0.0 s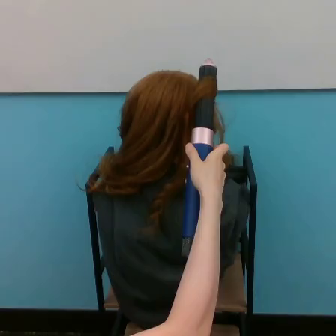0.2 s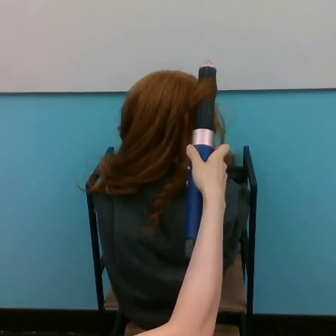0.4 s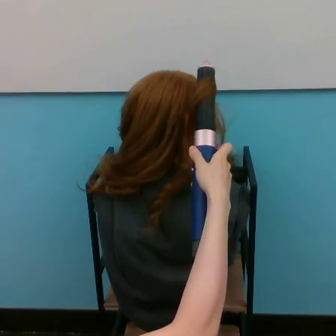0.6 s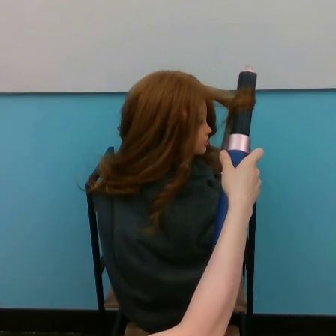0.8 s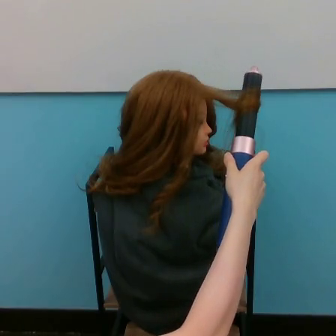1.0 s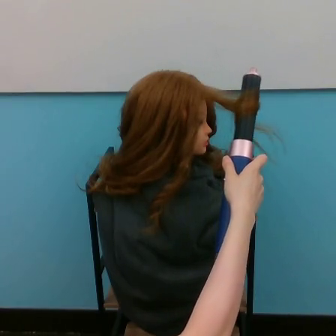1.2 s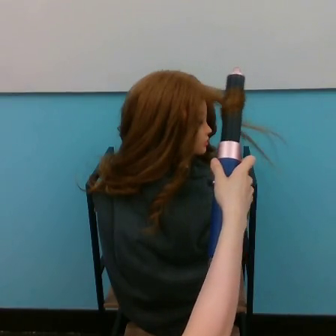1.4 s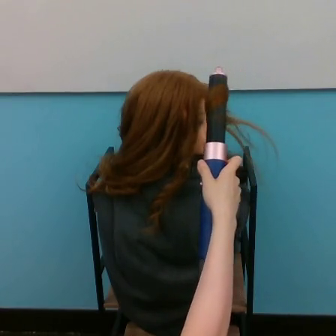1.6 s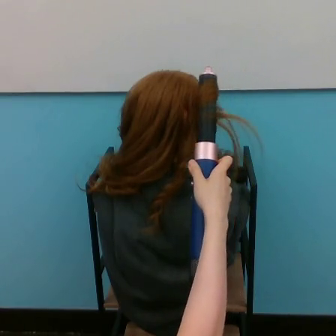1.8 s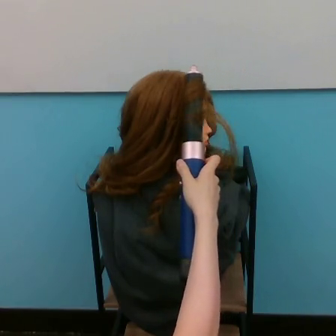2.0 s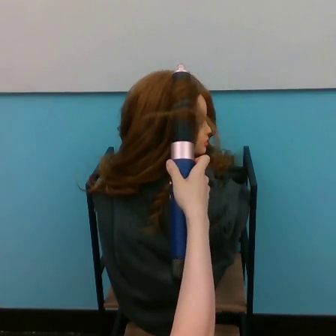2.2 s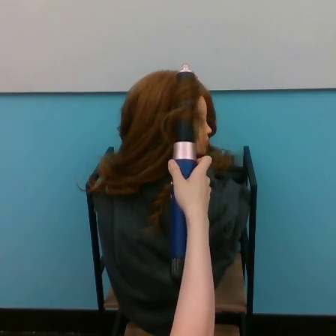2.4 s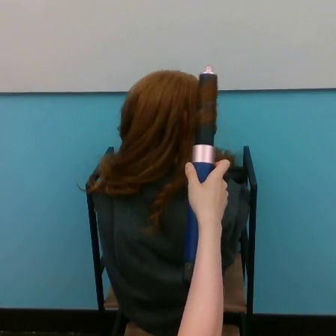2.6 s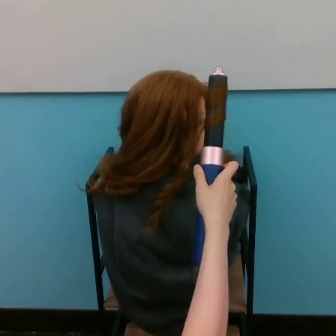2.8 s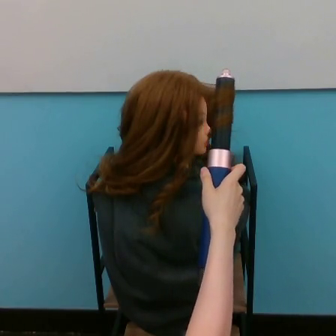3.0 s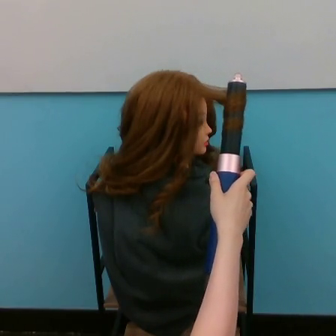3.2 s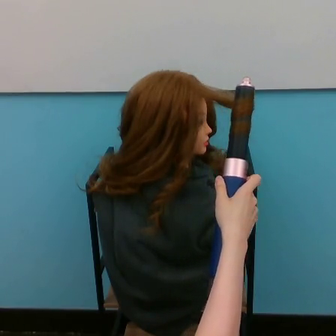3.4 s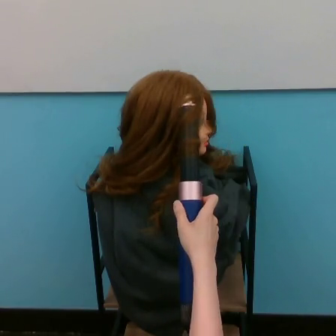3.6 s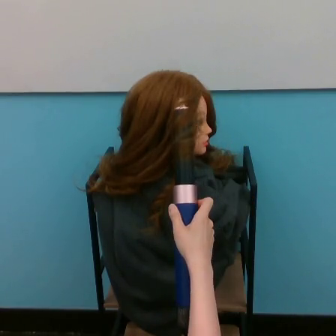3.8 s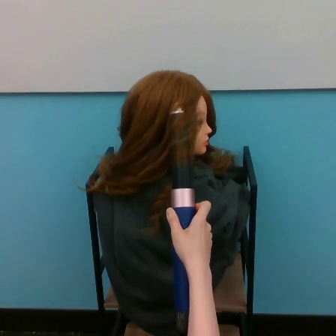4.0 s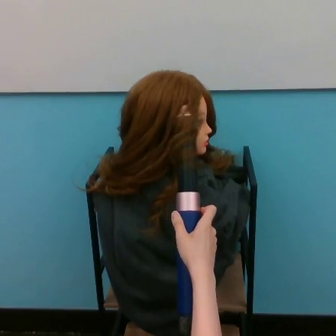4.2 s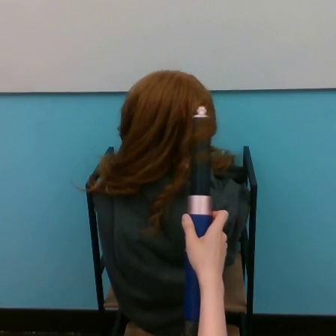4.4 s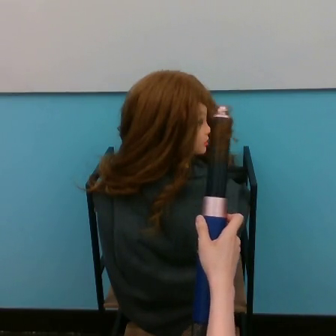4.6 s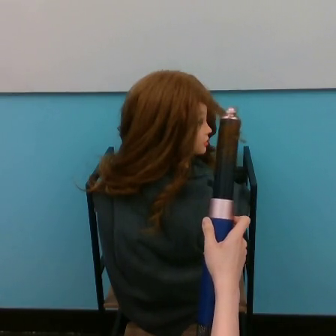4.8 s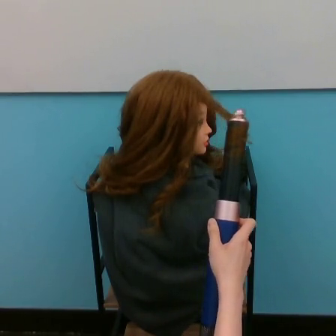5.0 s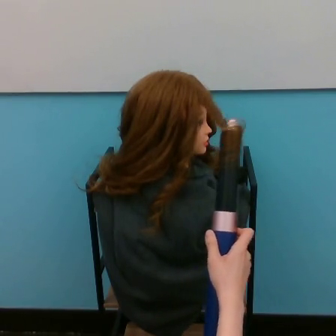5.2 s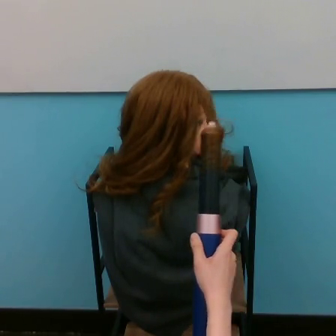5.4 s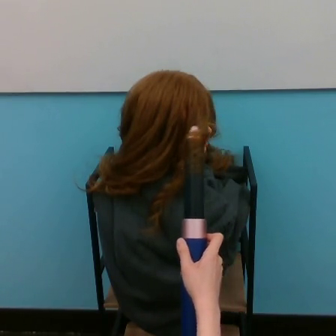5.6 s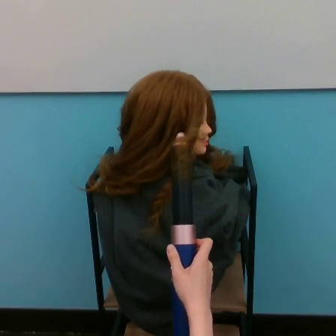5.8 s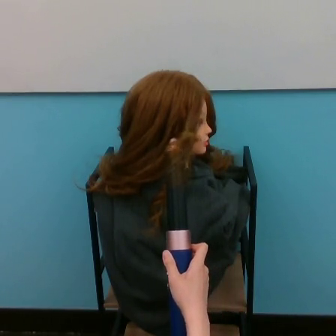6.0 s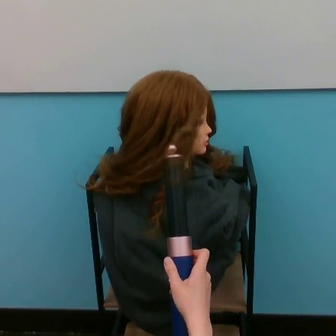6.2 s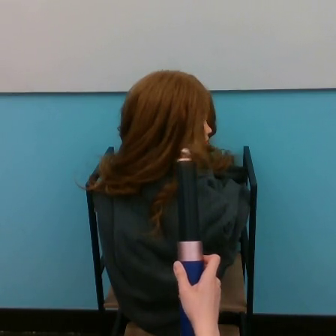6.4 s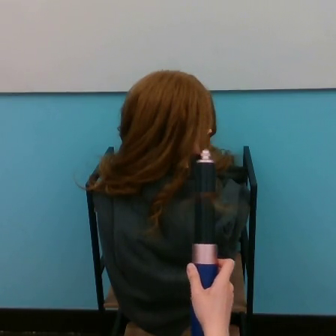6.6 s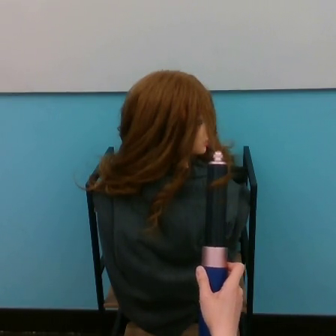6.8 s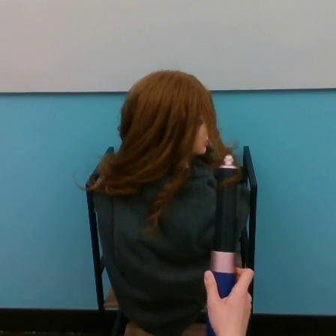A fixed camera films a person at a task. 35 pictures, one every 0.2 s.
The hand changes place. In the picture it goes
downward.
0.0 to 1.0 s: The hand goes to the right.
1.0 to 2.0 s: The hand goes to the left.
2.0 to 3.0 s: The hand goes to the right.
3.0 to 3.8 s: The hand goes to the left and downward.
3.8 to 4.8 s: The hand goes to the right.
4.8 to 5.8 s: The hand goes to the left and downward.
5.8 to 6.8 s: The hand goes to the right and downward.
Task: curl hair.
Motion: move downward, making horizontal oscillations to the left and to the right.
